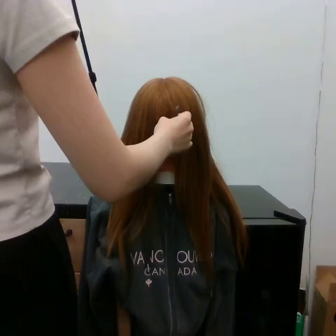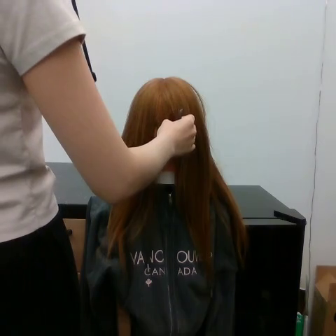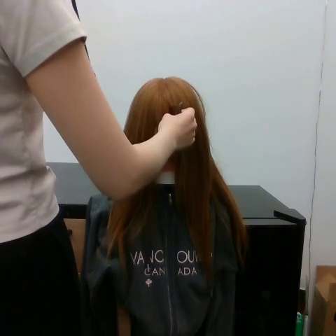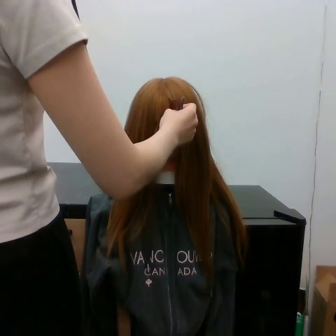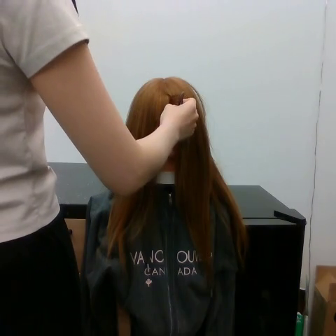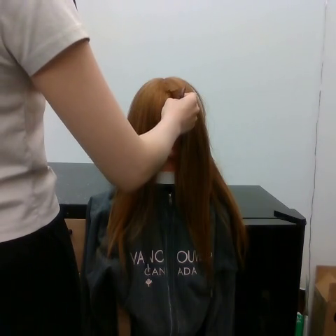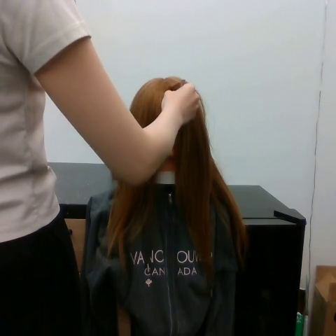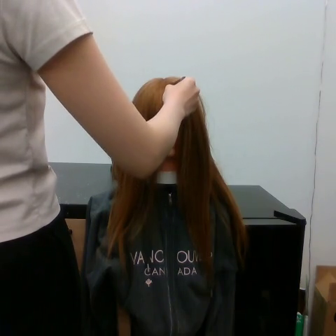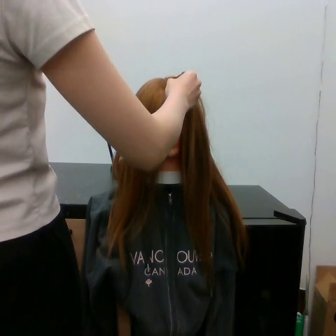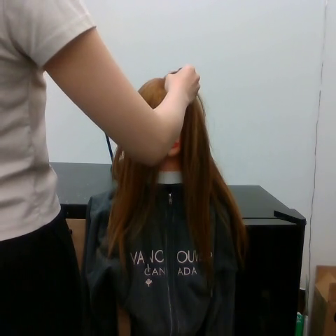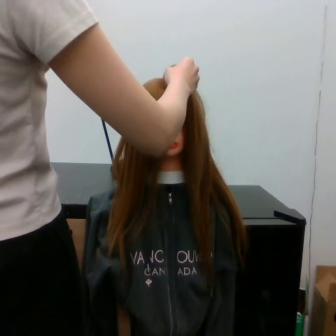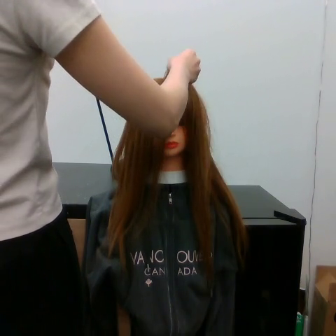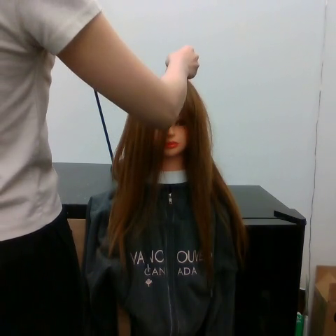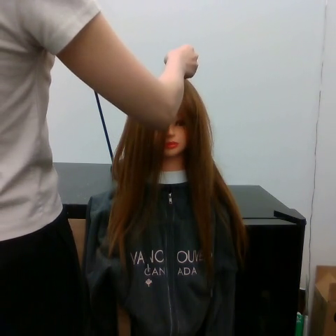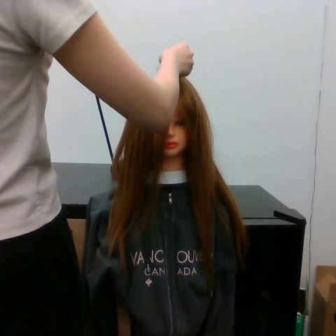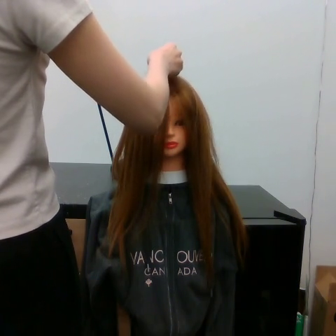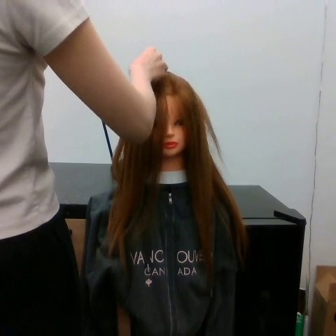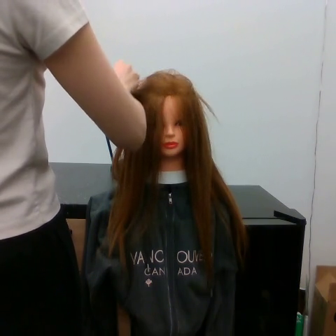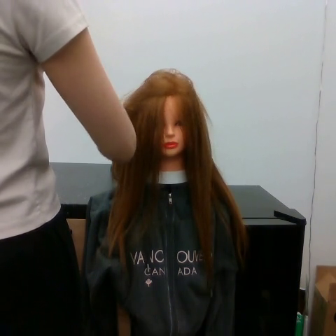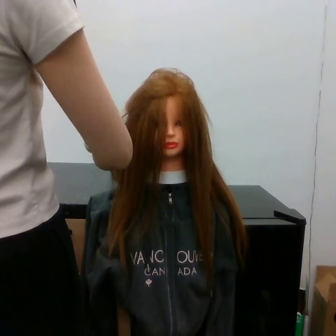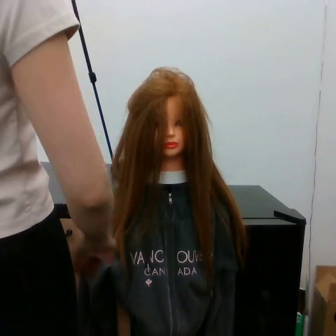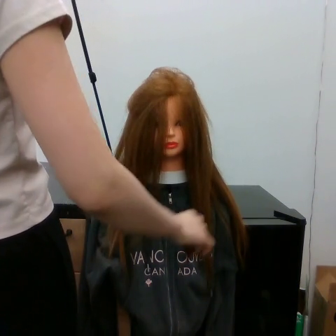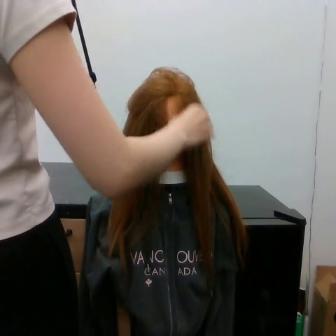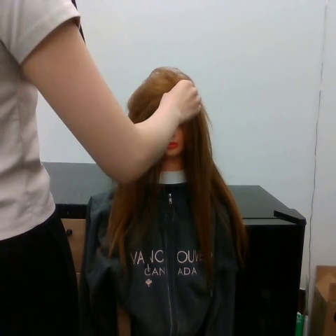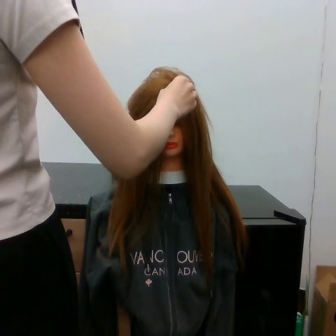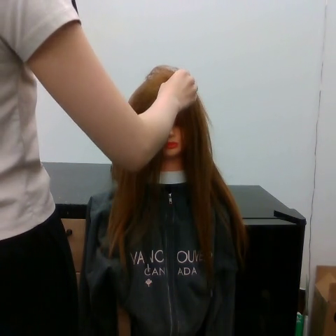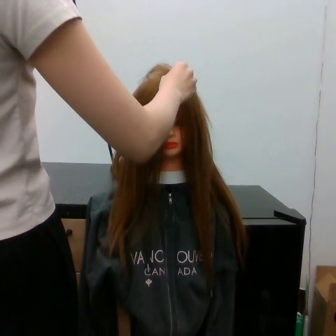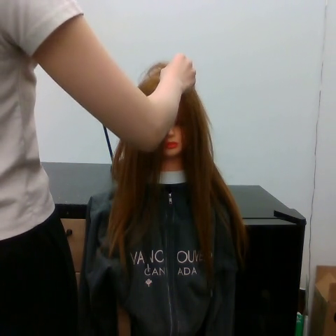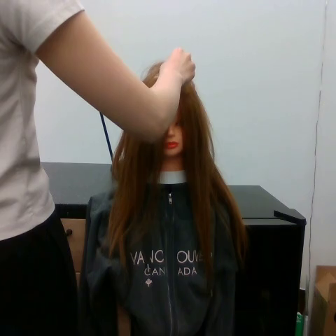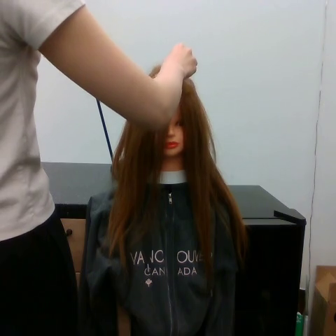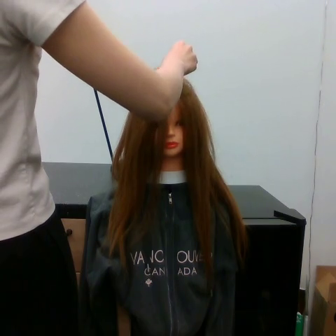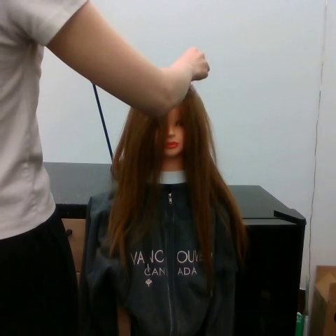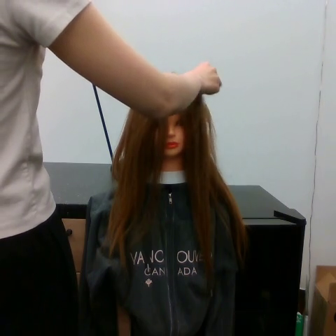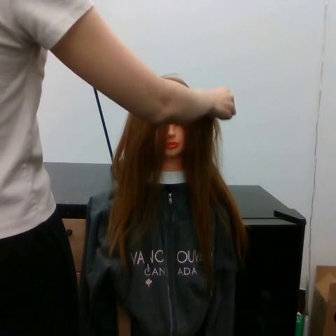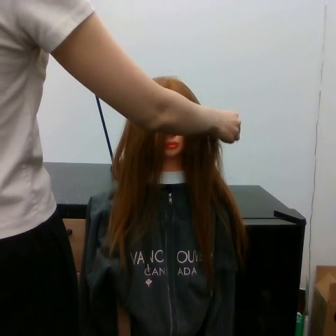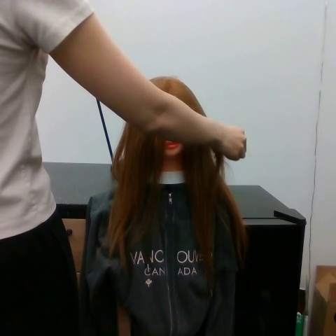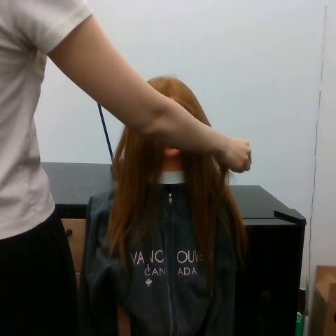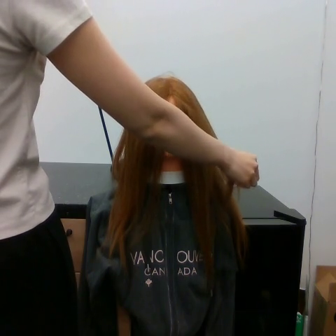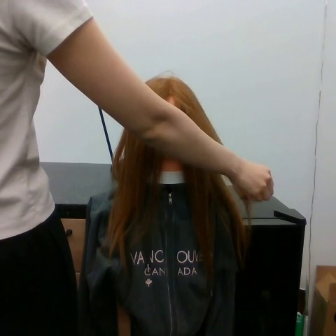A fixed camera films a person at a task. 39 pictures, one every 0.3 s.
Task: part hair.
Motion: make a circular motion counter-clockwise, then move downward and to the right.
0.0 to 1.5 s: The hand goes upward.
1.5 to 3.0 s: The hand goes upward.
3.0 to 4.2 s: The hand stays where it is.
4.2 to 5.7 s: The hand goes to the left, on a counterclockwise arc.
5.7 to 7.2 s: The hand goes downward and to the right, then upward.
7.2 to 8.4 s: The hand moves only a little.
8.4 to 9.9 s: The hand goes to the right.
9.9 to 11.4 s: The hand goes downward and to the right.
